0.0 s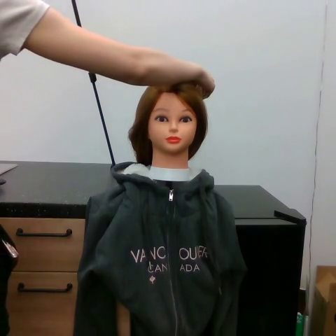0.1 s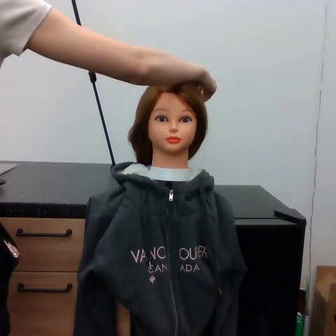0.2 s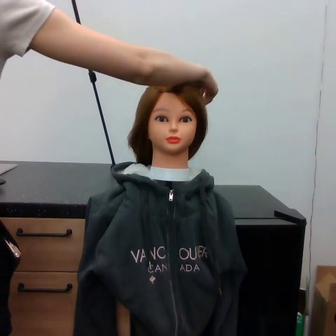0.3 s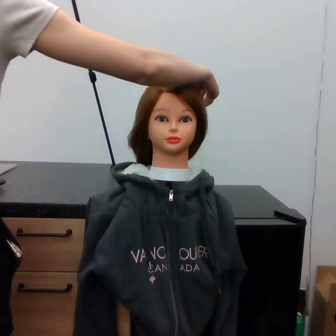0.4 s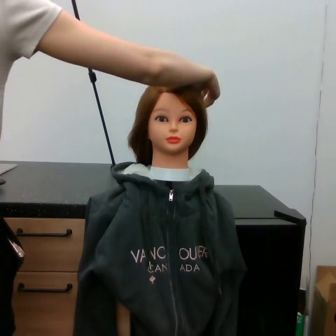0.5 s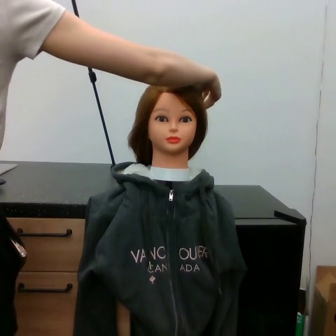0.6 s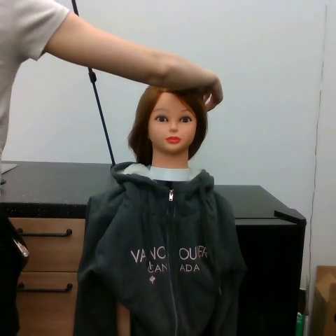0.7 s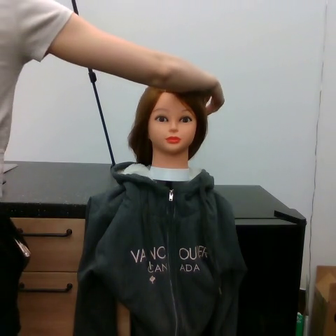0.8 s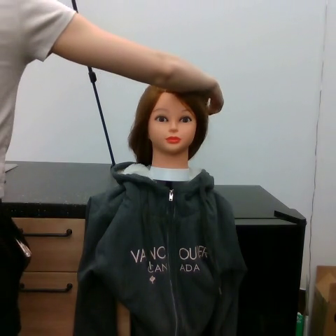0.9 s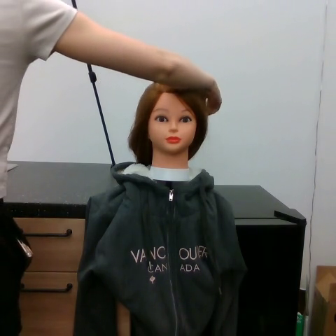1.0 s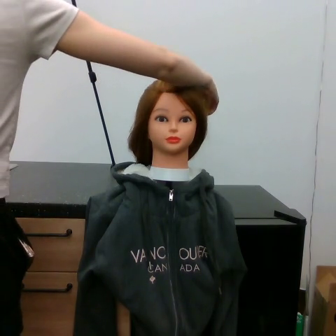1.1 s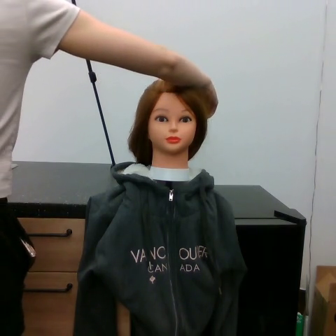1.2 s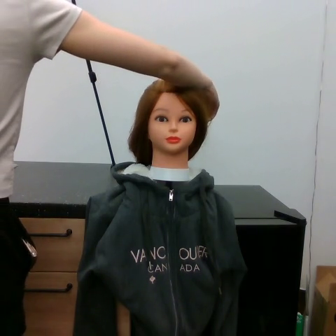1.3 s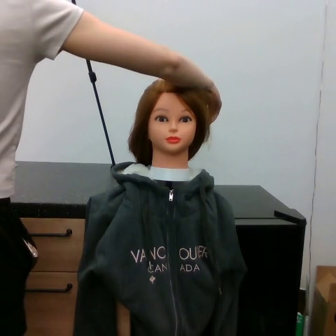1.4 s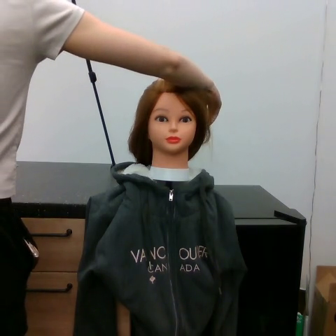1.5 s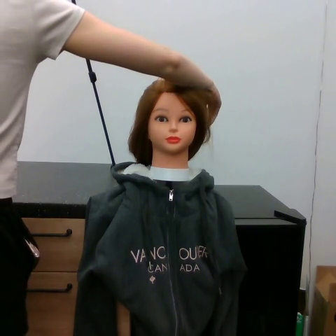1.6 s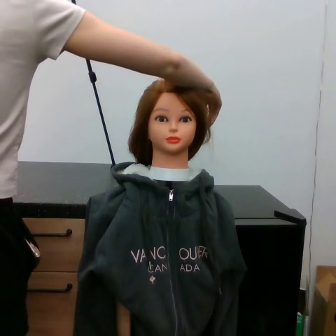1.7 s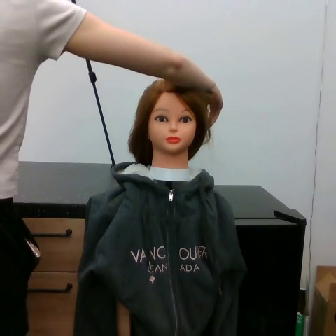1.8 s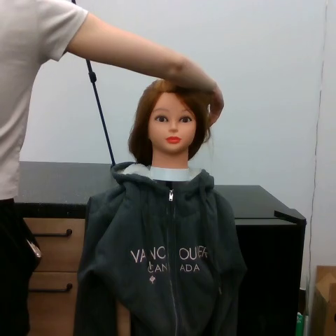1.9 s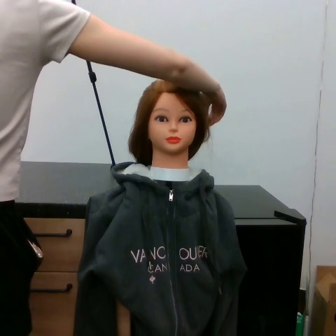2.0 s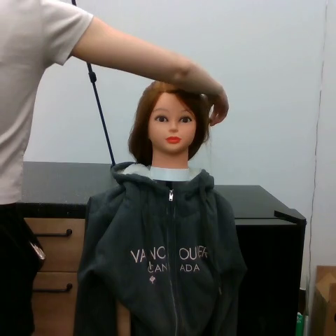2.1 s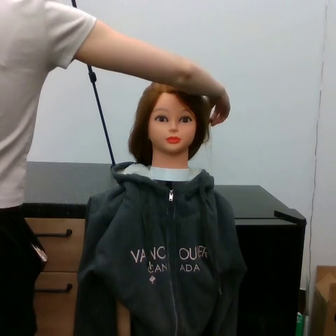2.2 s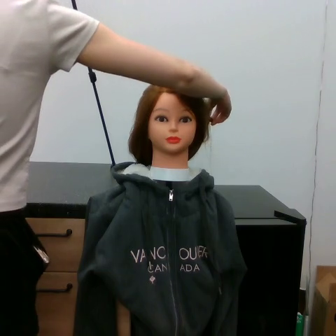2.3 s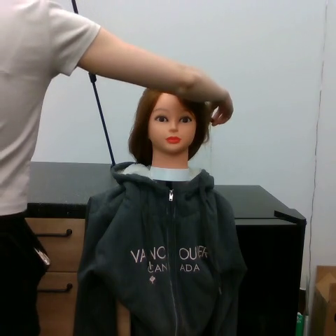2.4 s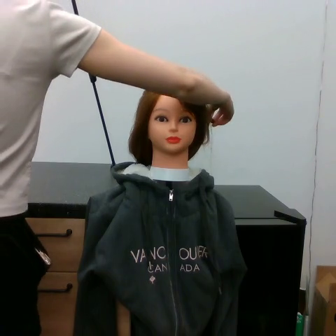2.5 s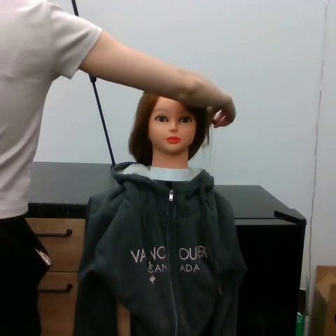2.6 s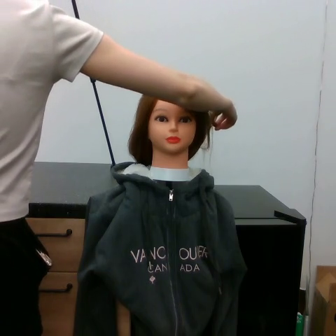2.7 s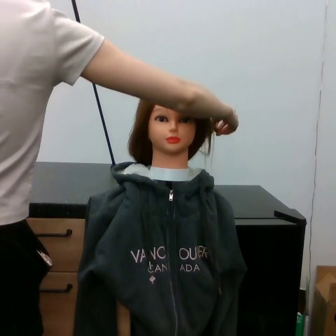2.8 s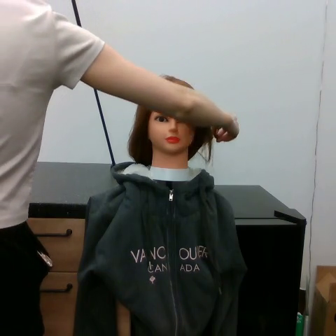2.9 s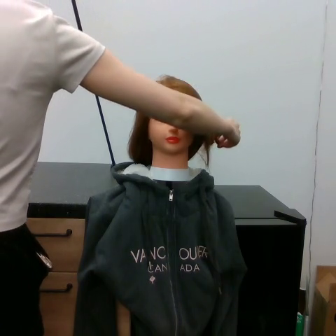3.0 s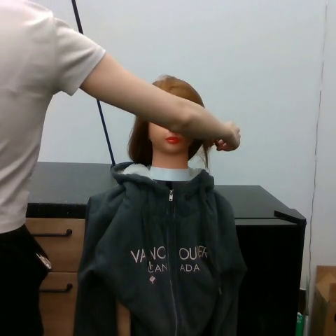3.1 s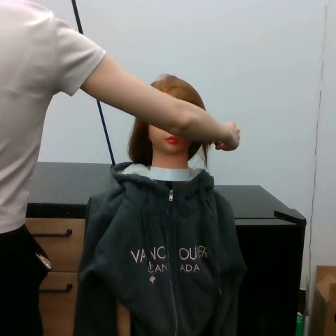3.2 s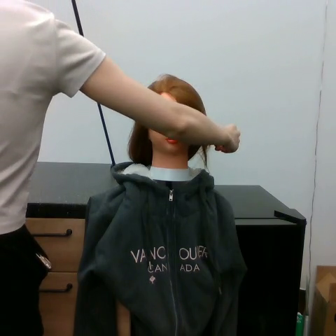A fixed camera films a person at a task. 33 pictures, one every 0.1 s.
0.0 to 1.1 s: The hand stays where it is.
1.1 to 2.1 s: The hand goes downward and to the right.
2.1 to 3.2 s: The hand goes downward and to the right.
Task: part hair.
